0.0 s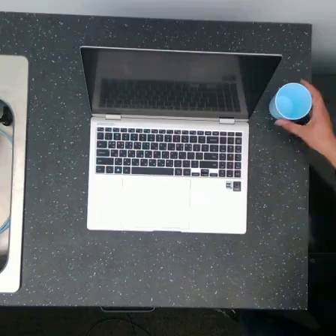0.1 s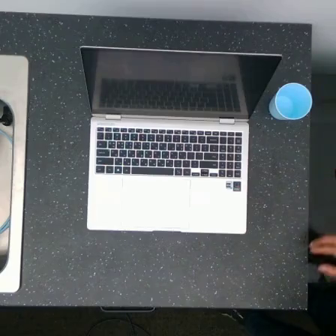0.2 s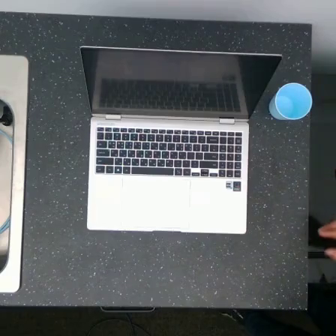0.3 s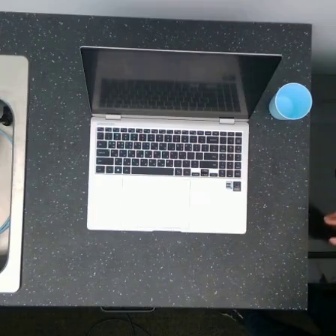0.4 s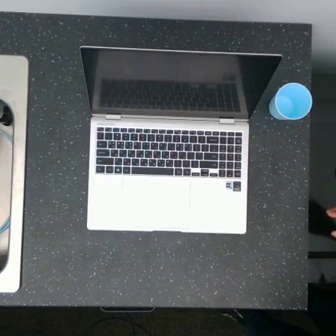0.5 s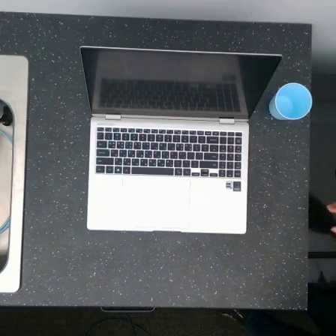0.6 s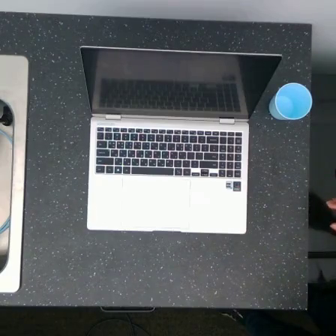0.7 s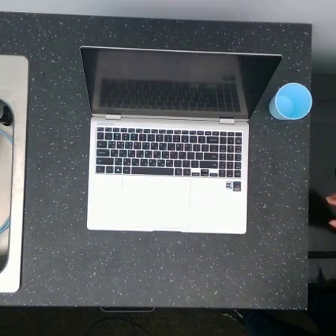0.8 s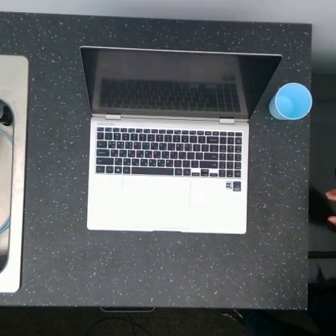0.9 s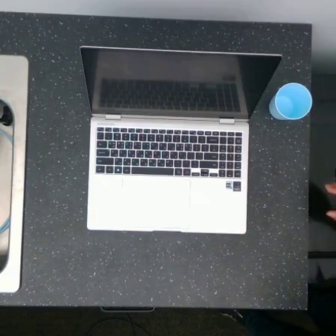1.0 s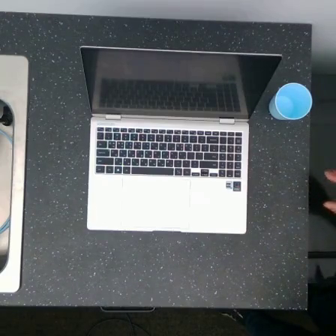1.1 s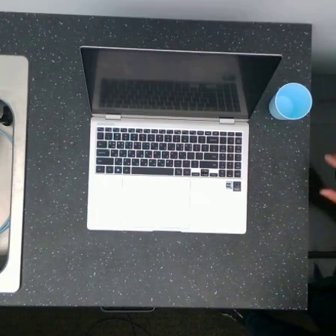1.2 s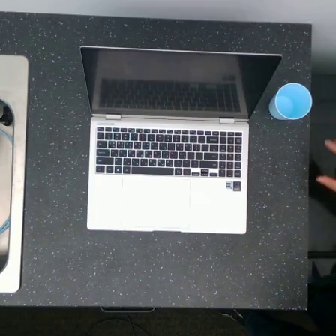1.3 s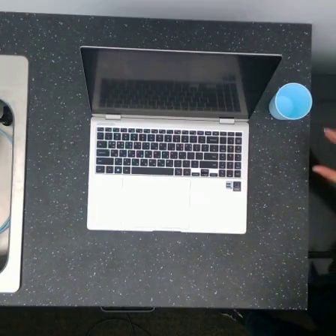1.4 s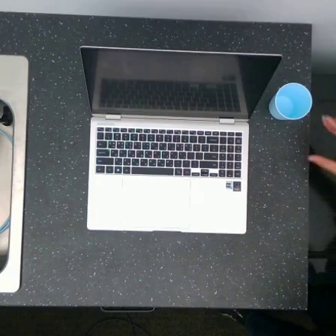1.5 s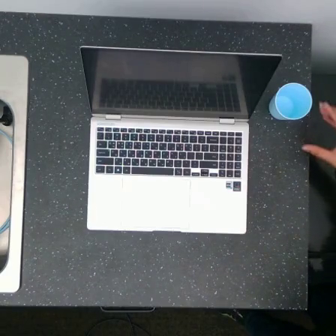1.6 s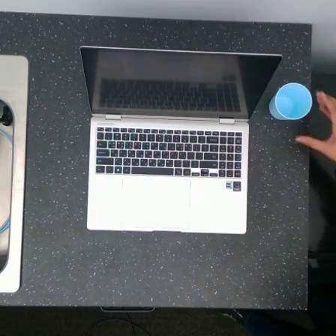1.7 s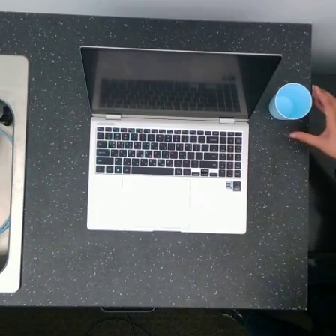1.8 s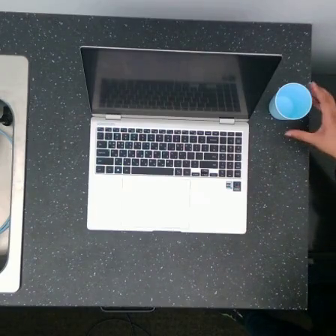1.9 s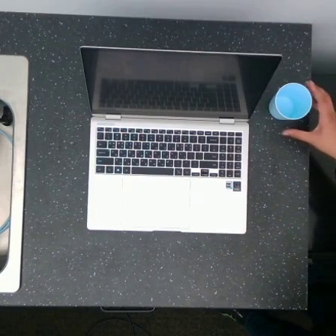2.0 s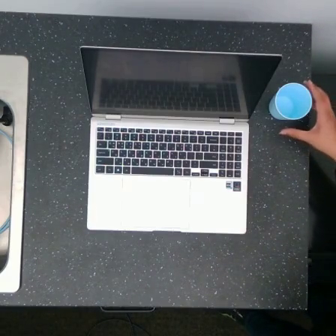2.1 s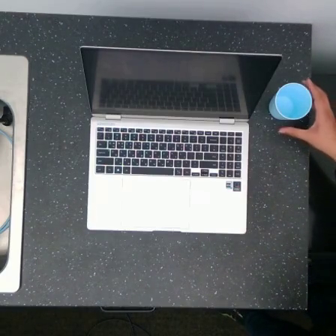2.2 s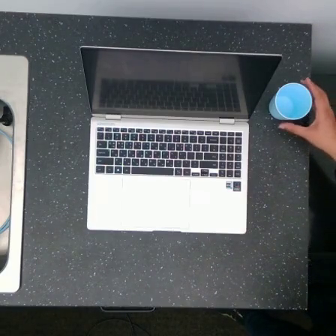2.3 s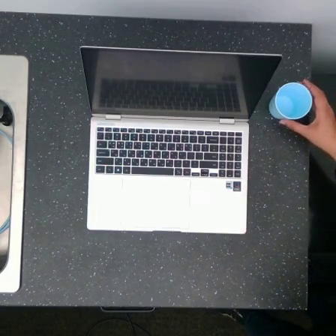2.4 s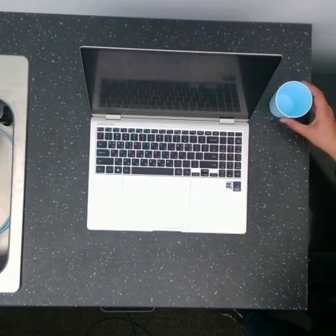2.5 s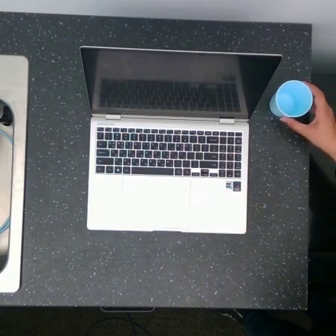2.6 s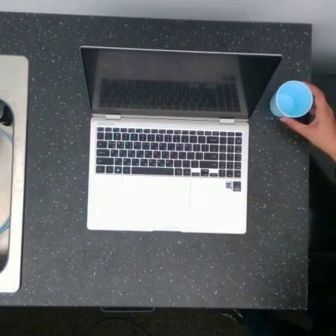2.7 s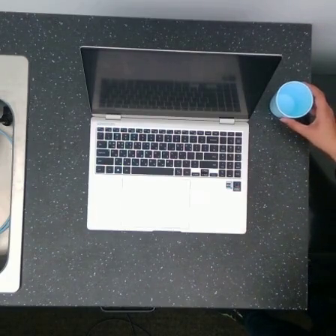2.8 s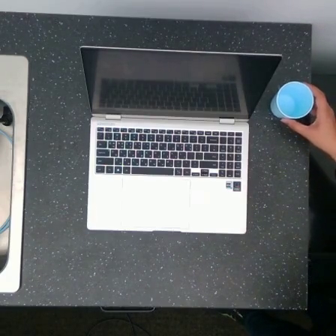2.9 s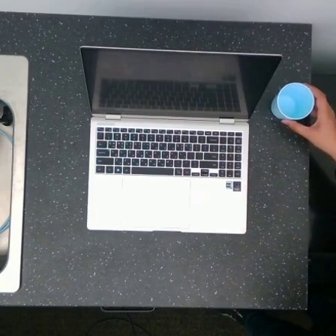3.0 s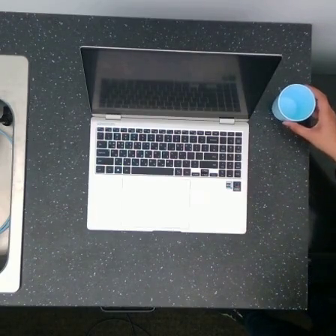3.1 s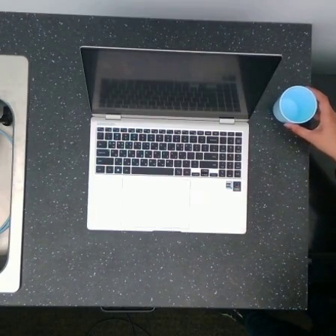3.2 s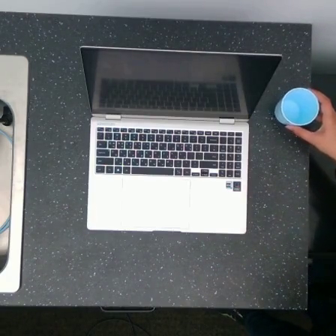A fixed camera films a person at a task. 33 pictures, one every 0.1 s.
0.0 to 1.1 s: The hand stays where it is.
1.1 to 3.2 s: The hand moves only a little.
Task: pick up the cup and place it to the lower left of the laptop.
